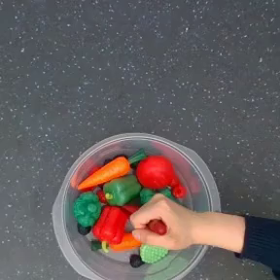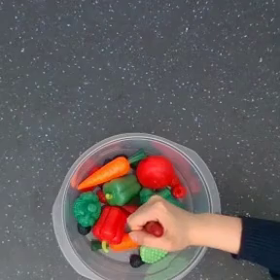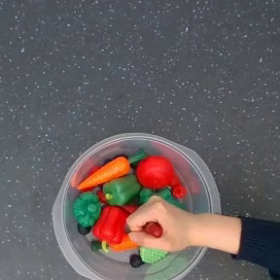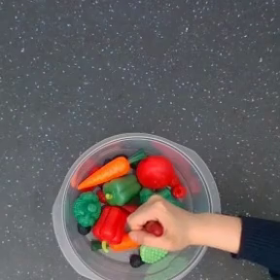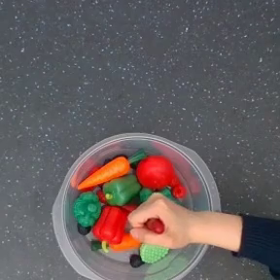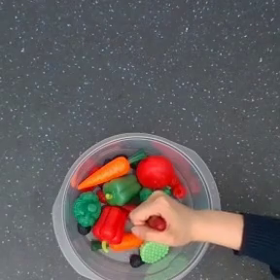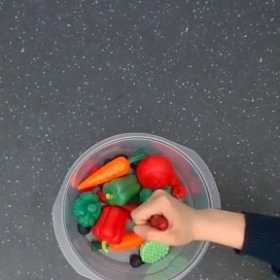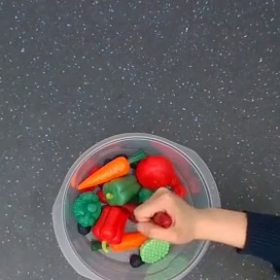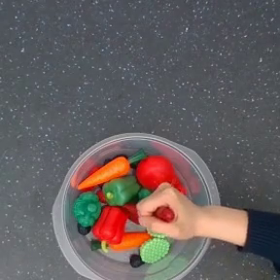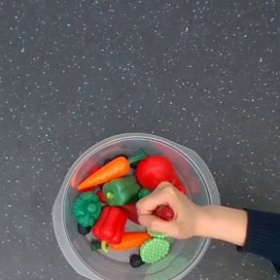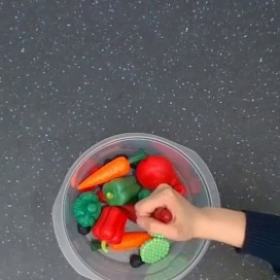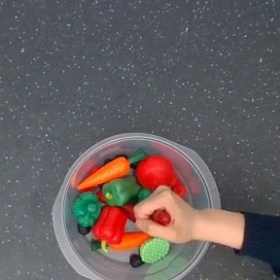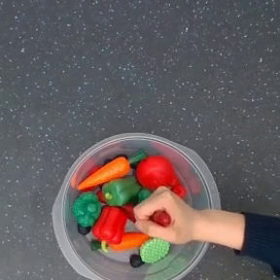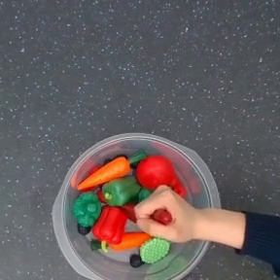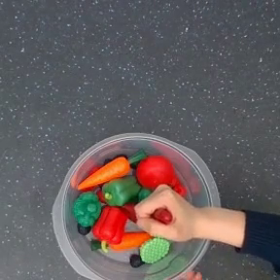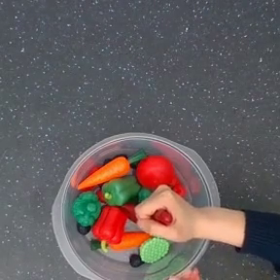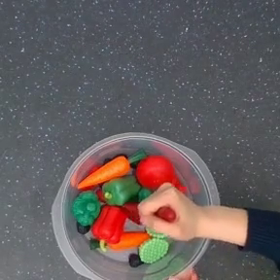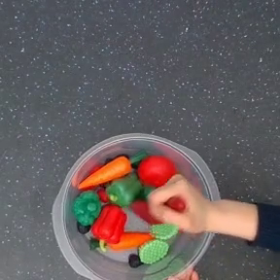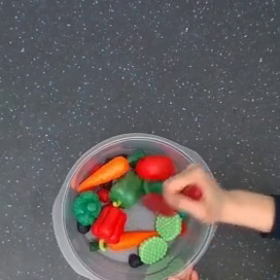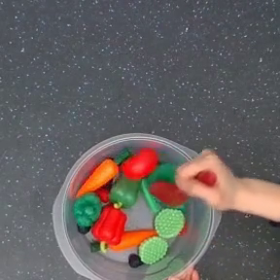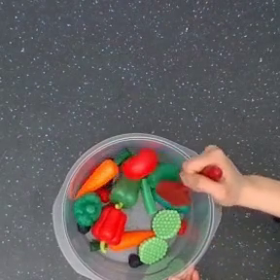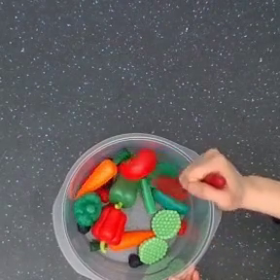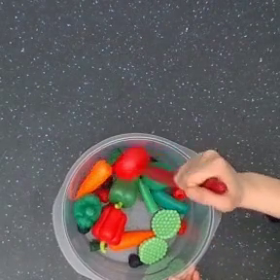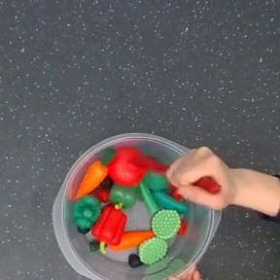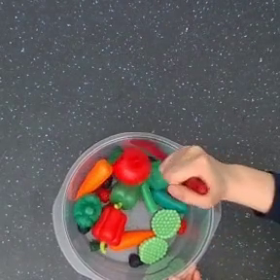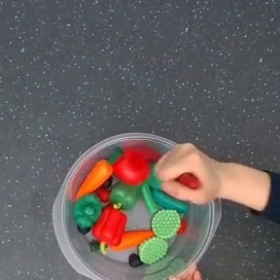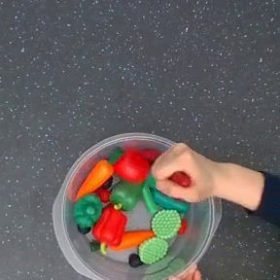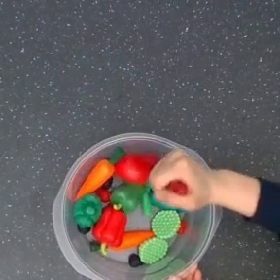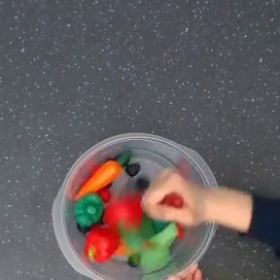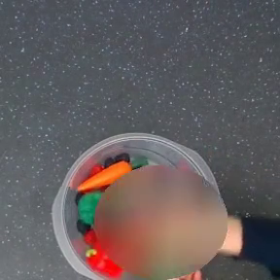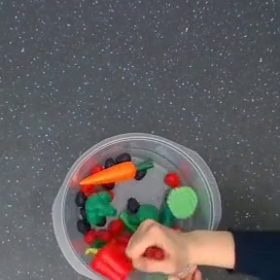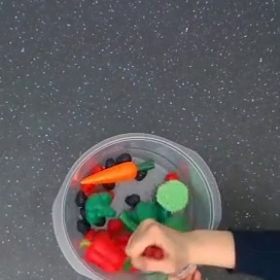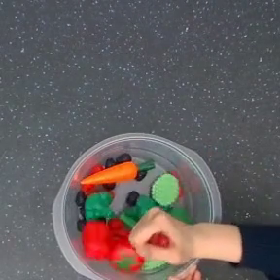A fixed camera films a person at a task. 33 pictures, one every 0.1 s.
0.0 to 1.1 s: The hand moves only a little.
1.1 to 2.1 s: The hand goes to the right and upward.
2.1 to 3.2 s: The hand goes downward and to the left.
Task: stir.
